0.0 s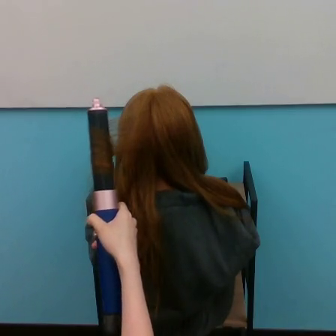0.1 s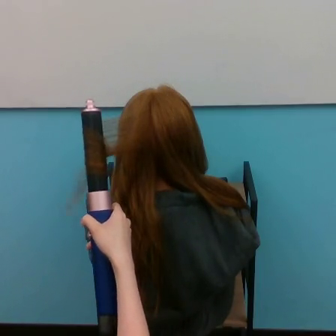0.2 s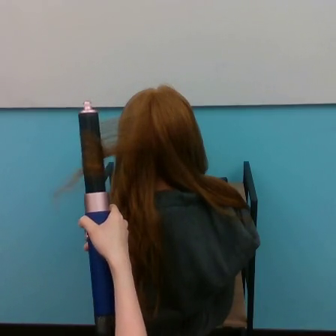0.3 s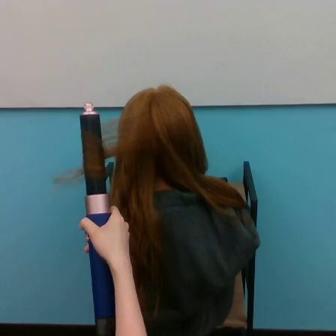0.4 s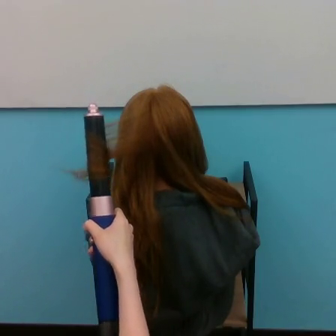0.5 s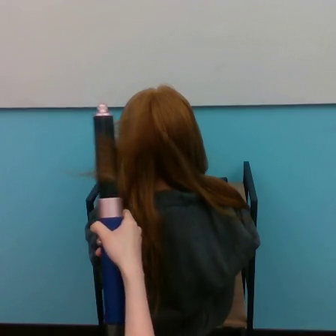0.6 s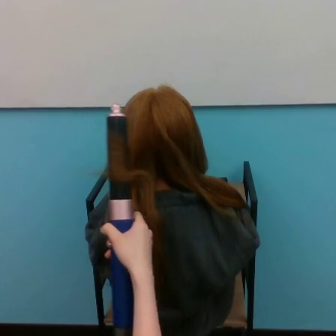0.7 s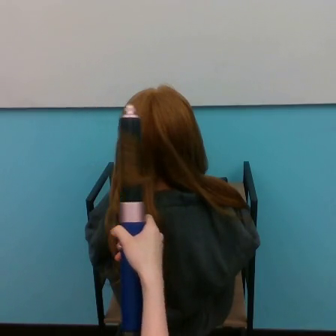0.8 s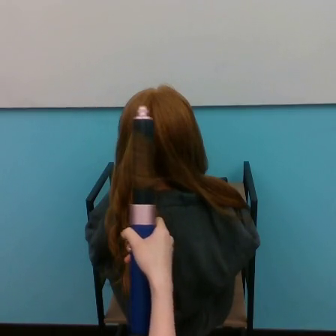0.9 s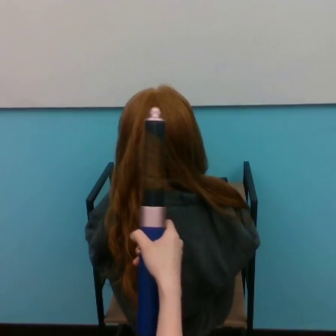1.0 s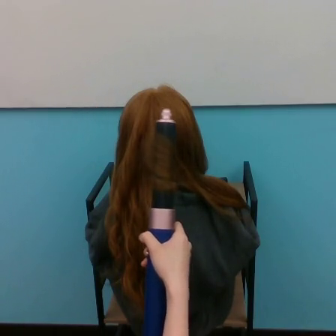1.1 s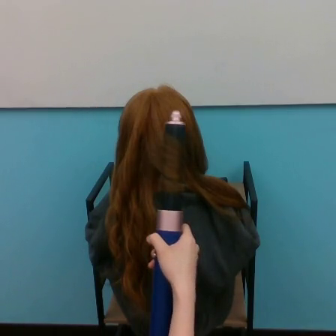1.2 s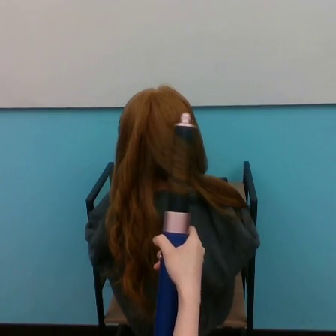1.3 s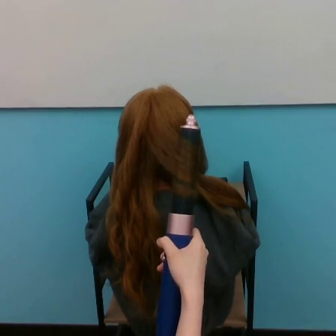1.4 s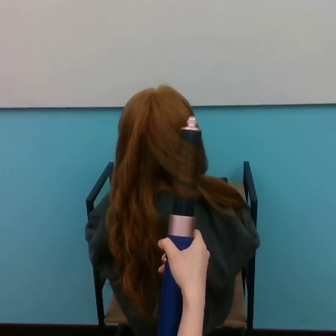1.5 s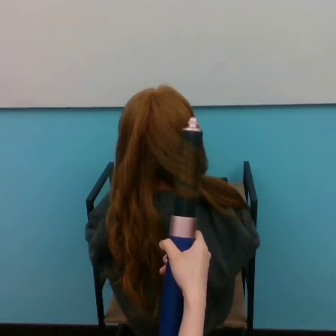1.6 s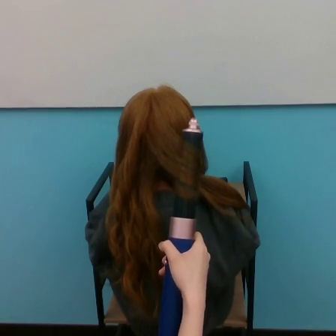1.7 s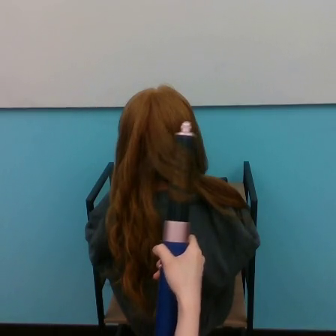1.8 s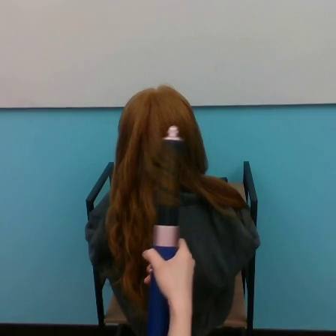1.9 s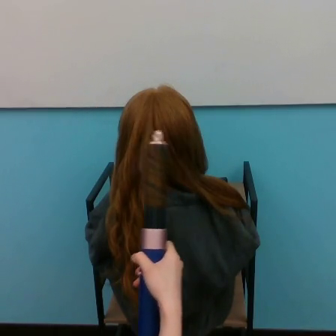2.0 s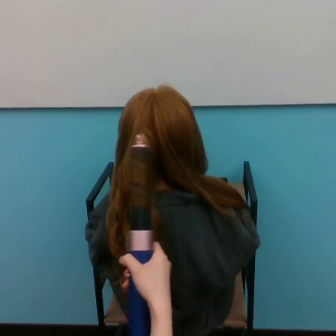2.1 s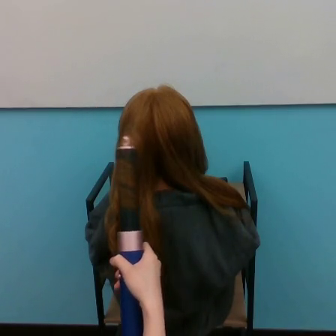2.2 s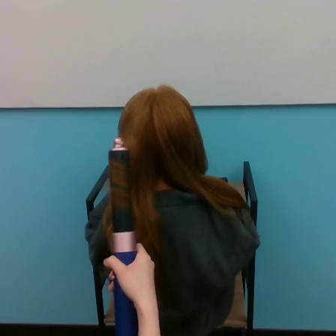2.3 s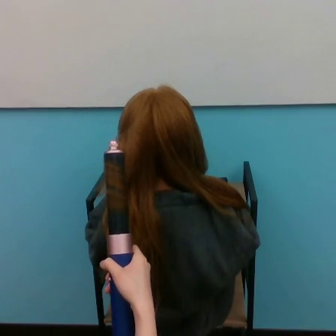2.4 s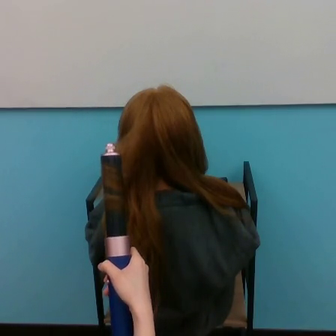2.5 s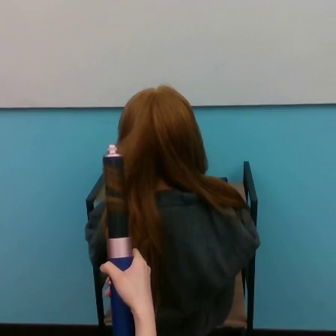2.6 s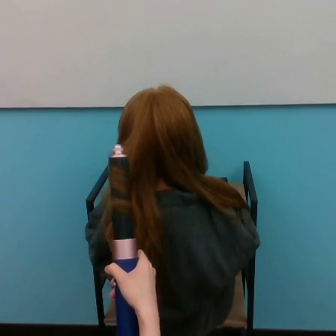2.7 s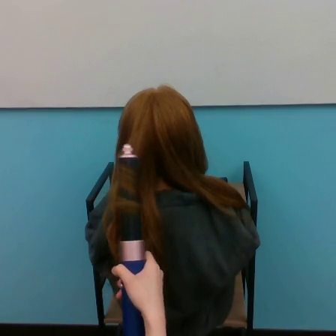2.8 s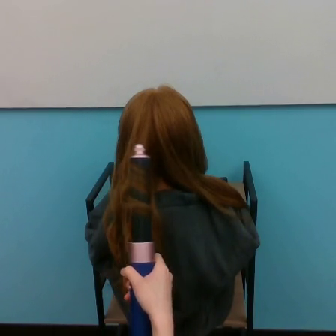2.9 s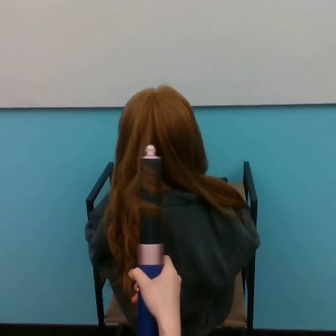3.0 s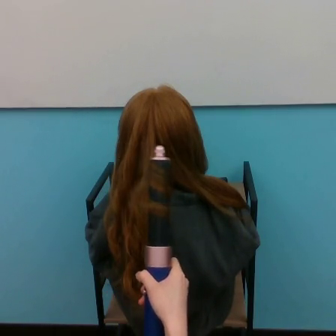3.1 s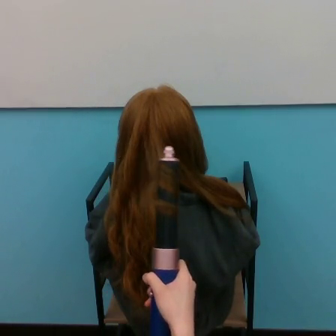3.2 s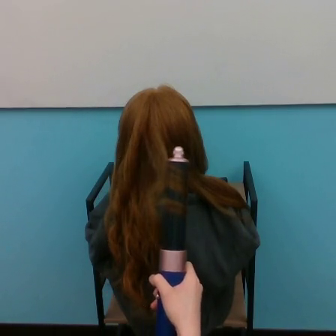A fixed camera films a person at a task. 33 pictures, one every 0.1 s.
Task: curl hair.
0.0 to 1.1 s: The hand goes to the right.
1.1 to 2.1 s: The hand goes to the left and downward.
2.1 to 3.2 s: The hand goes to the right and downward.
